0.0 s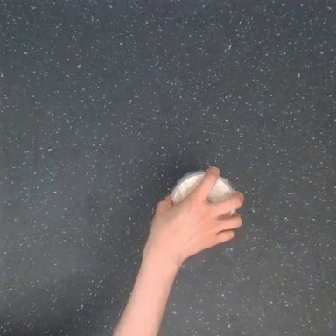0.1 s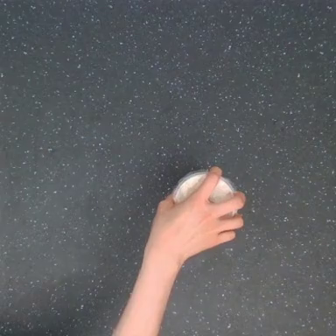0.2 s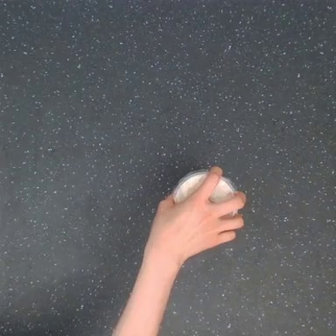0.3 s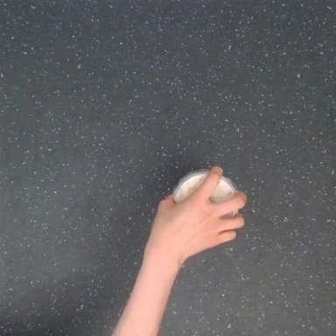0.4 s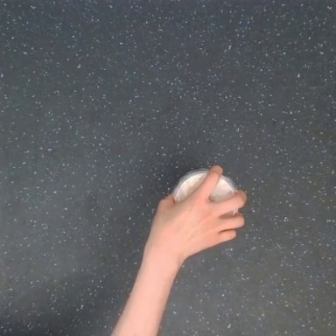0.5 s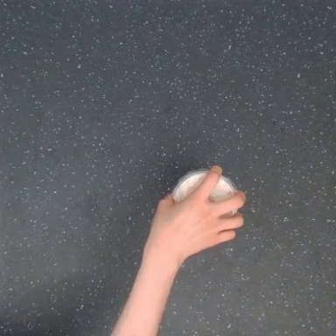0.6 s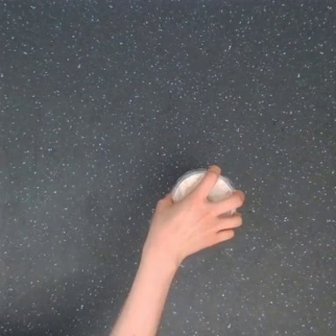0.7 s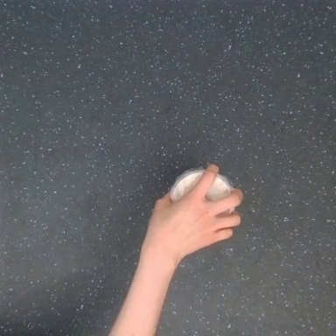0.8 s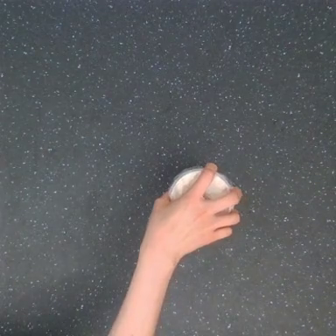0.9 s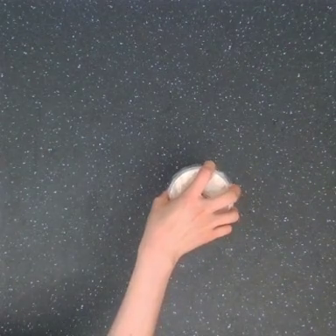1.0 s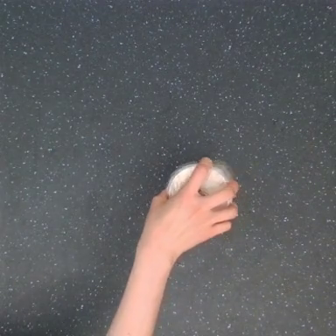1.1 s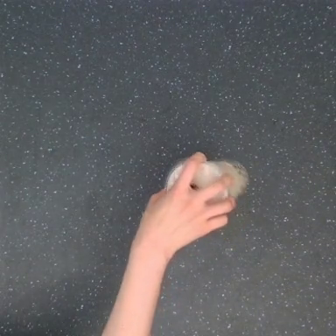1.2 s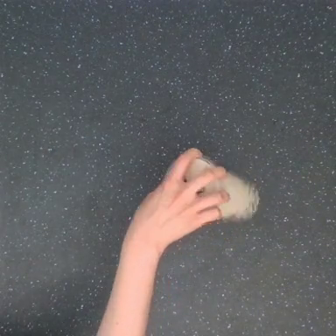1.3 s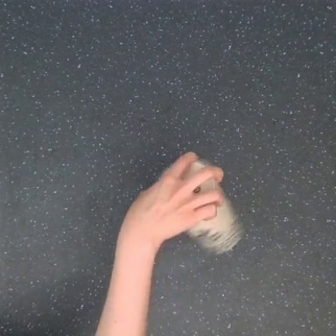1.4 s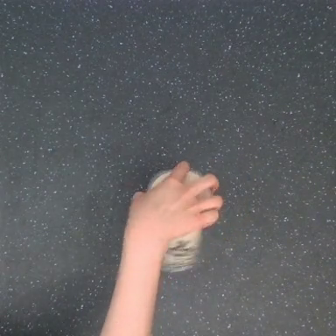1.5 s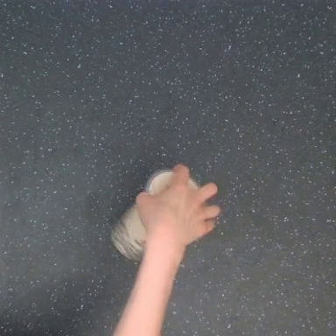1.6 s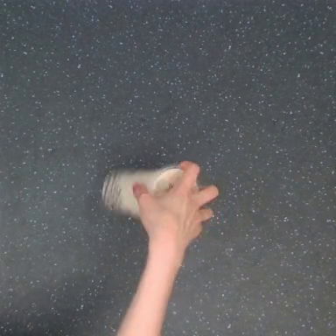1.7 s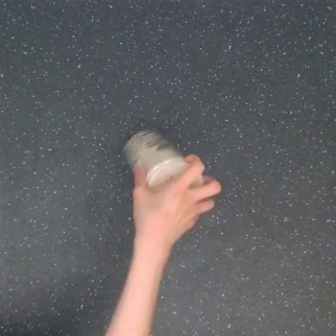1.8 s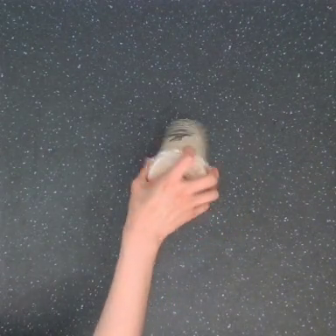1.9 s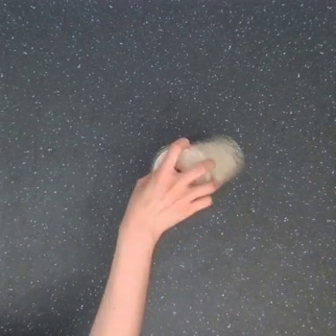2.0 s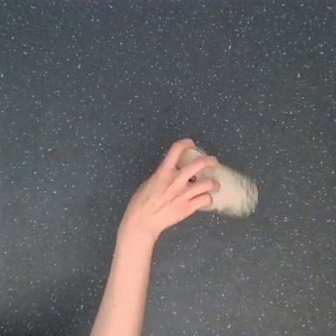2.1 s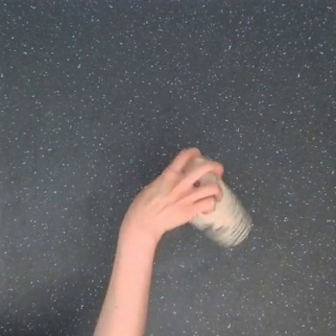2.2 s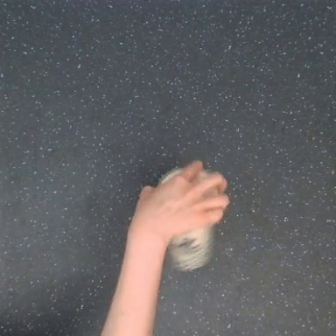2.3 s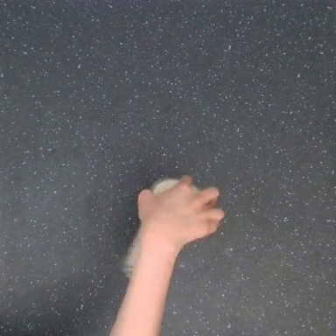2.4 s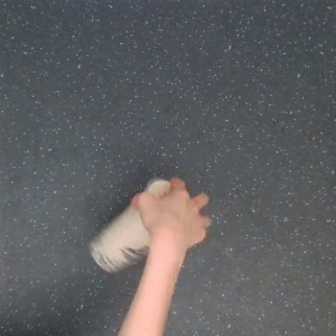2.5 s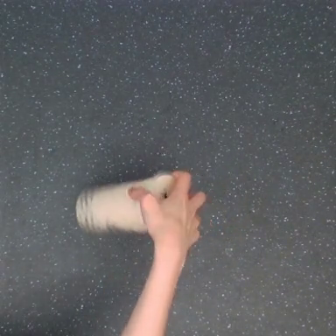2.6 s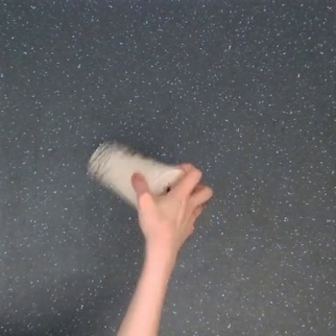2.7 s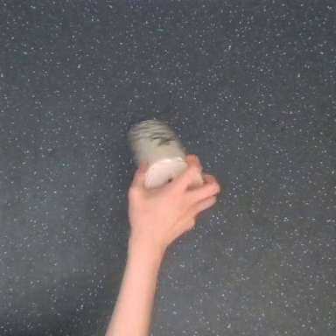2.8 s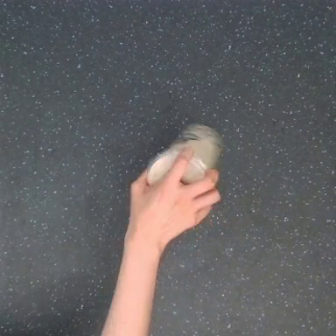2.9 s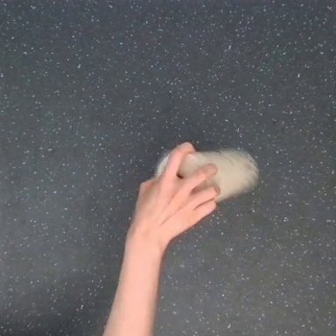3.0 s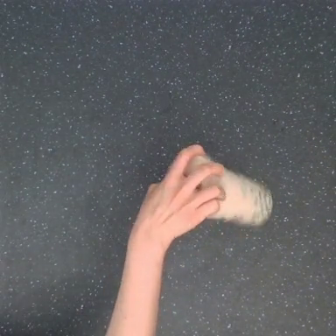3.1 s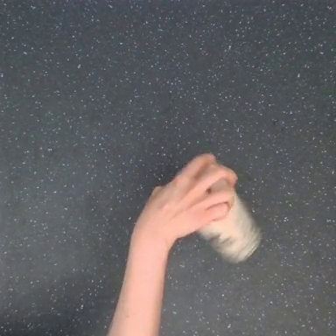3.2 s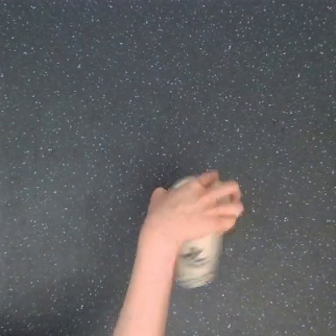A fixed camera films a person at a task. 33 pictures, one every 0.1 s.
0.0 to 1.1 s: The hand moves only a little.
1.1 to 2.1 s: The hand goes upward and to the left.
2.1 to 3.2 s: The hand goes downward, then to the right, on a clockwise arc.
In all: It circles clockwise, turning through about 540 degrees.
Task: shake the boba.
